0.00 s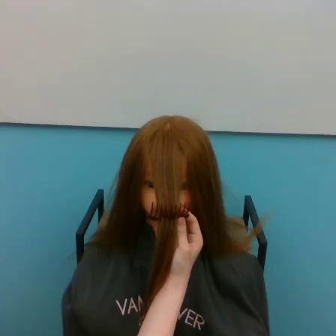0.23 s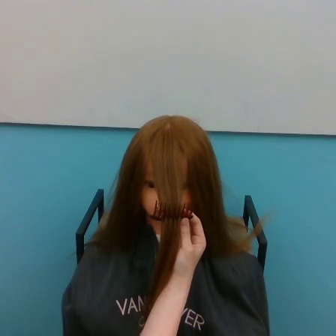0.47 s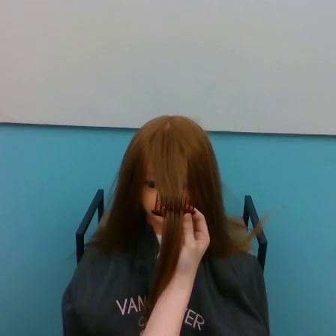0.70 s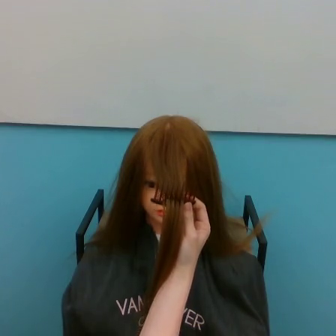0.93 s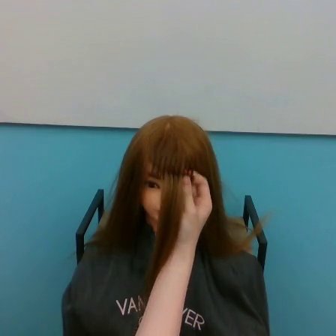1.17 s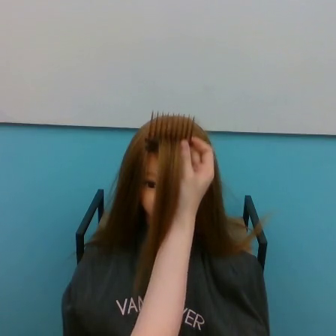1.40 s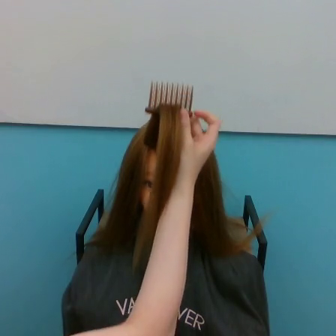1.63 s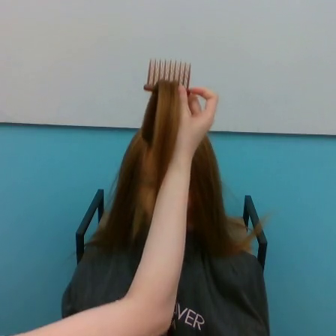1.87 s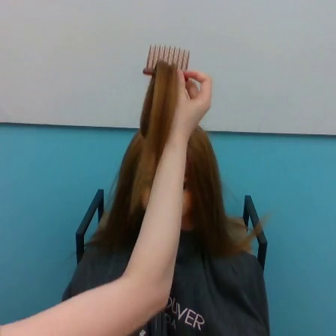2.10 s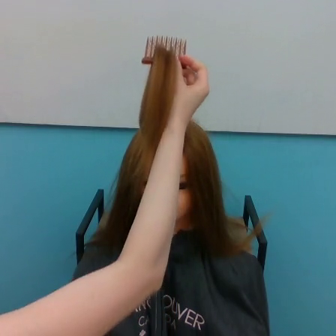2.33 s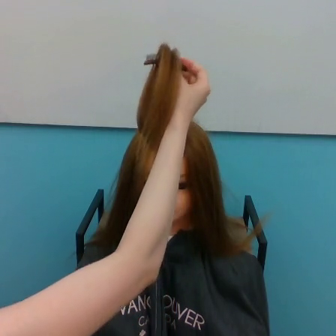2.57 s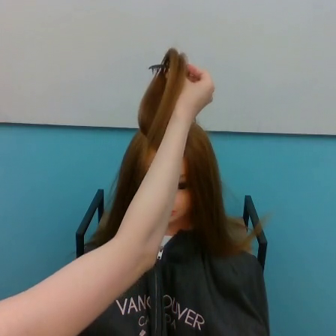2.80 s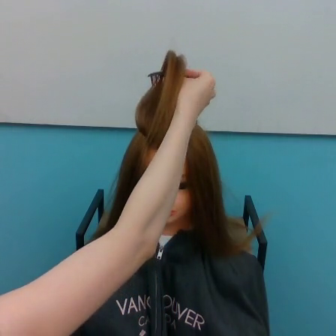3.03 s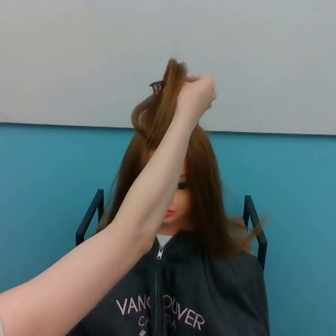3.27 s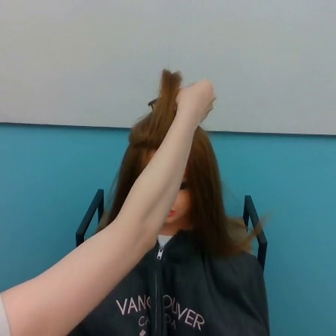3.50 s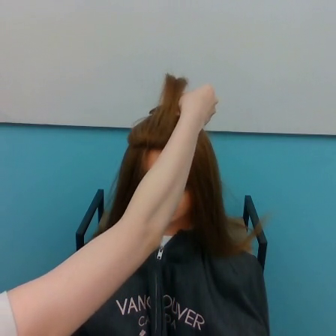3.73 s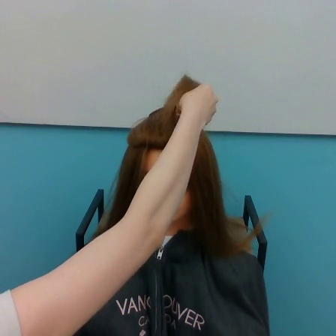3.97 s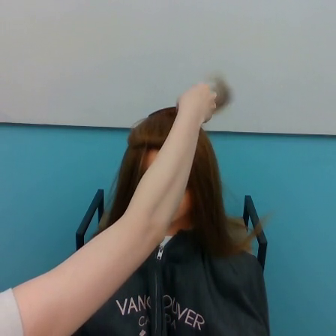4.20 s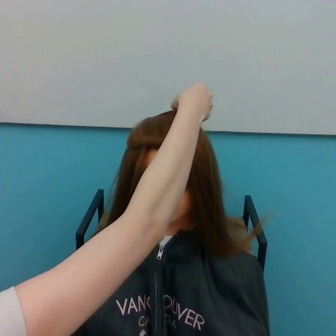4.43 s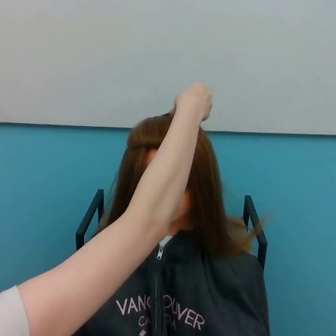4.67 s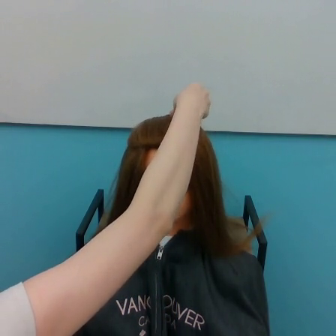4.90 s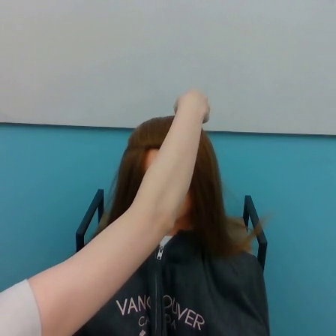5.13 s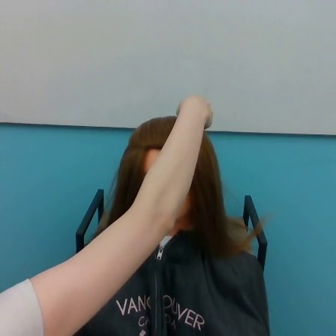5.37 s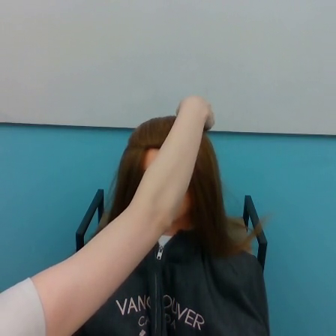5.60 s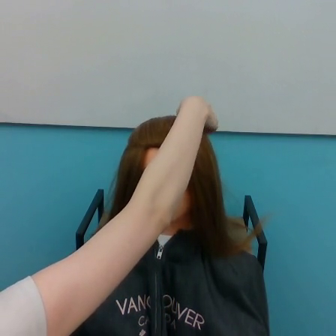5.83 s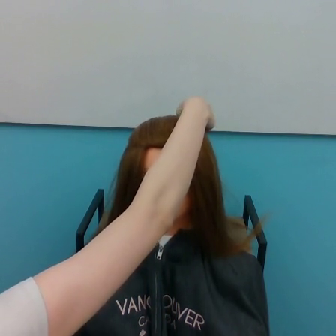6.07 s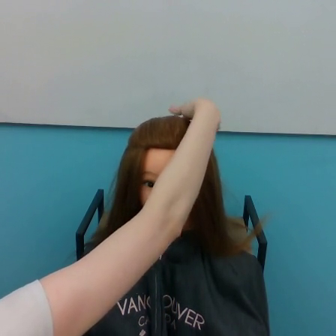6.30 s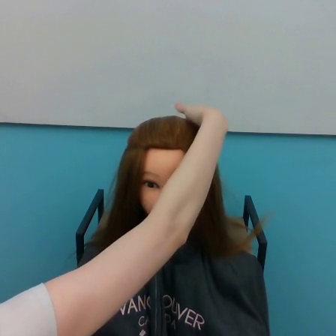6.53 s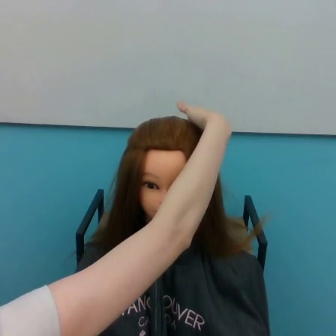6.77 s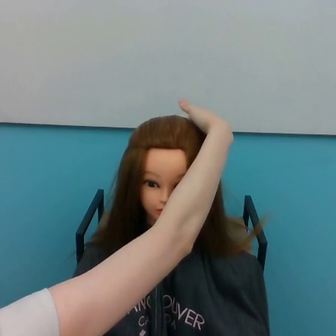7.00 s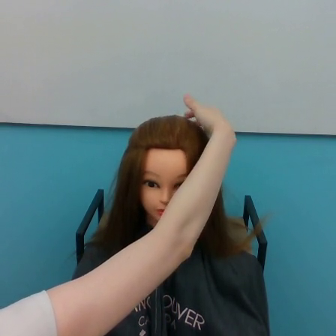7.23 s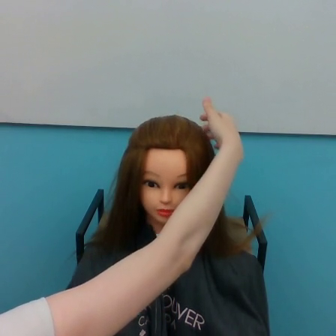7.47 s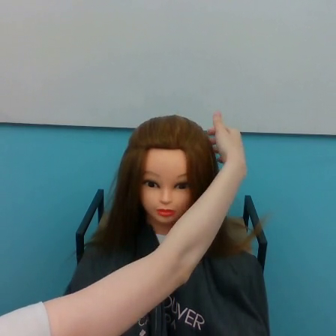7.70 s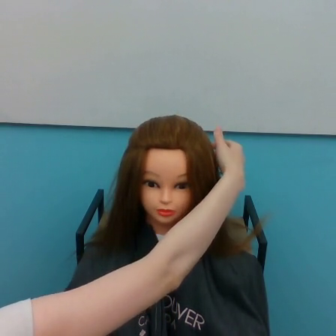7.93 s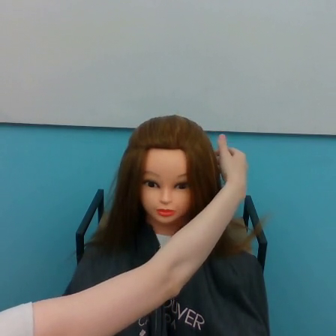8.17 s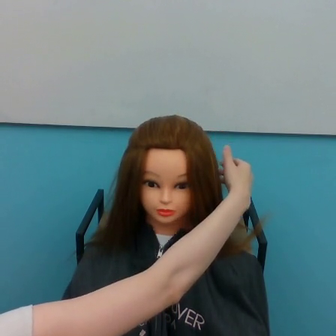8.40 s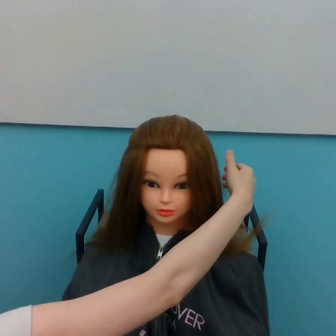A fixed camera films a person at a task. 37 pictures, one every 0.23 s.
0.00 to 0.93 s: The hand goes upward.
0.93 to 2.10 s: The hand goes upward.
2.10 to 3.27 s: The hand goes downward.
3.27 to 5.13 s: The hand moves only a little.
5.13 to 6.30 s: The hand stays where it is.
6.30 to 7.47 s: The hand goes downward and to the right.
7.47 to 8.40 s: The hand goes downward.
Task: tidy front hair.
Motion: move upward, move downward, then move downward and to the right.
